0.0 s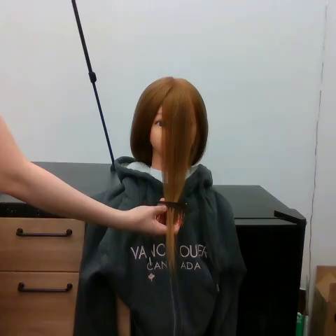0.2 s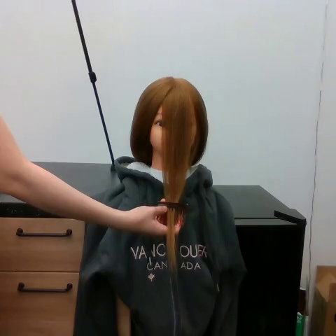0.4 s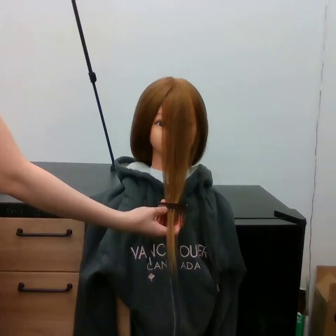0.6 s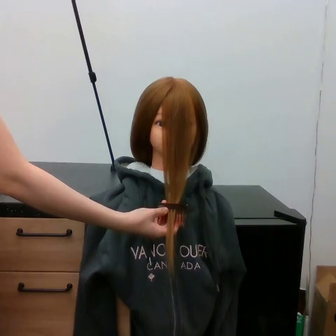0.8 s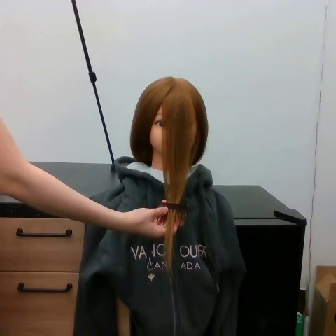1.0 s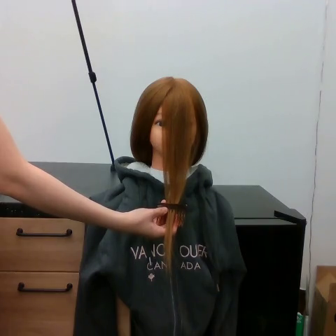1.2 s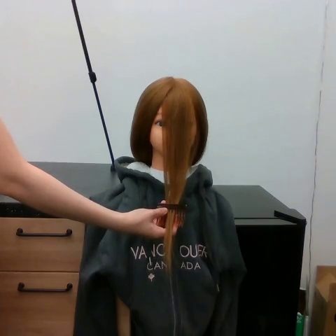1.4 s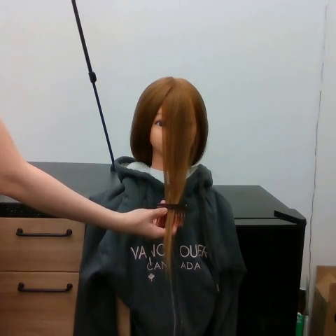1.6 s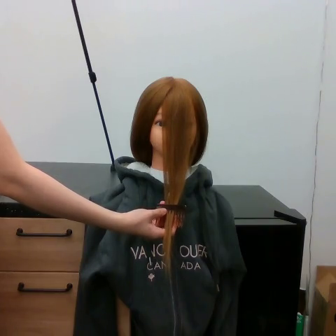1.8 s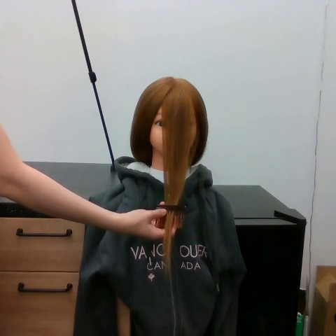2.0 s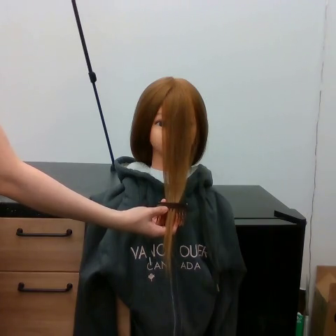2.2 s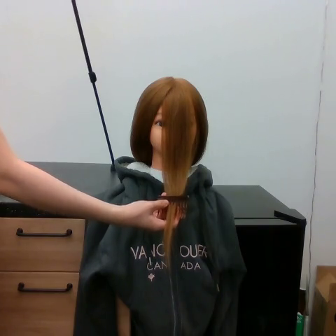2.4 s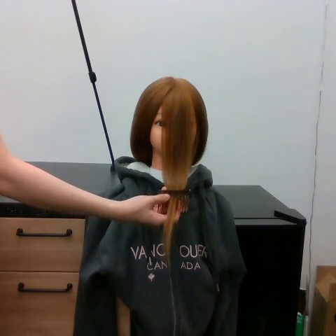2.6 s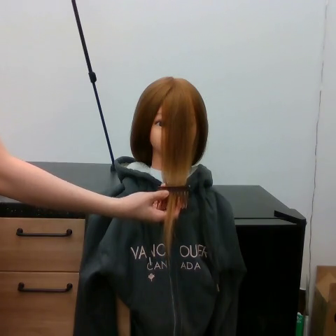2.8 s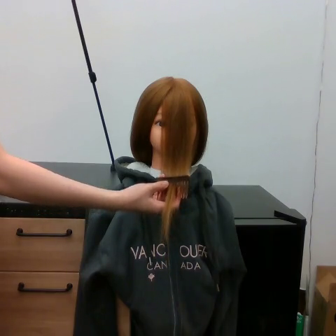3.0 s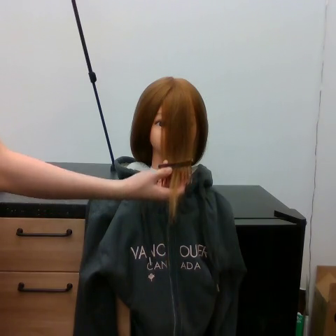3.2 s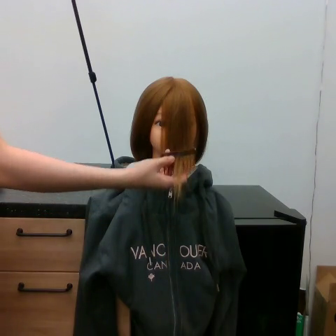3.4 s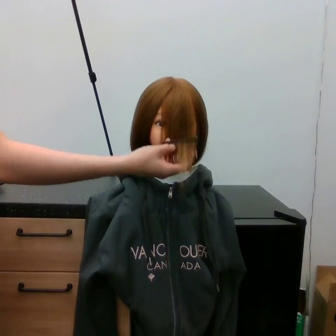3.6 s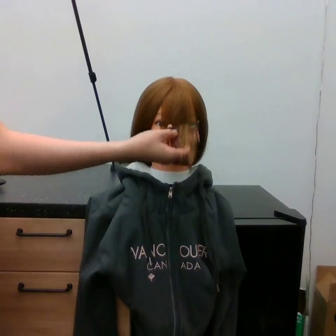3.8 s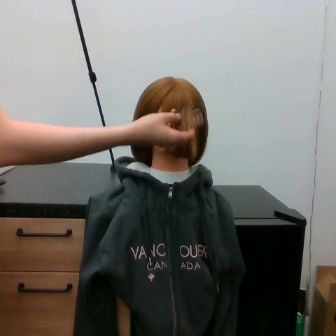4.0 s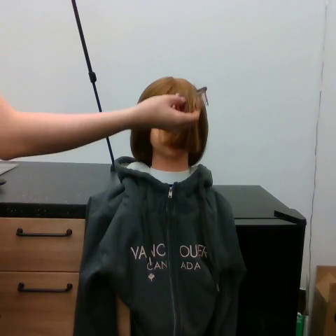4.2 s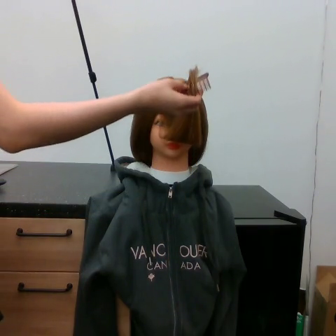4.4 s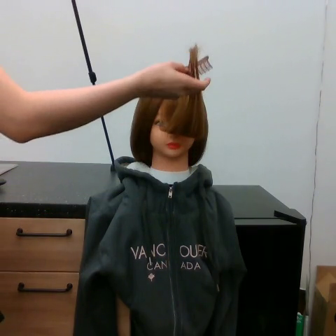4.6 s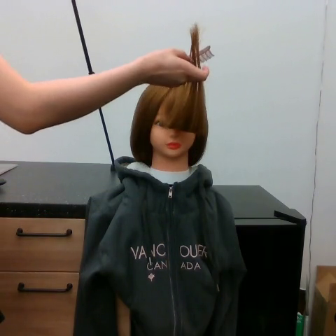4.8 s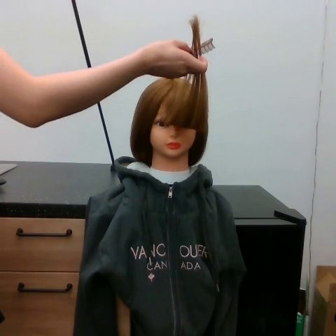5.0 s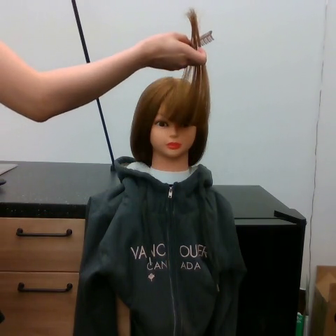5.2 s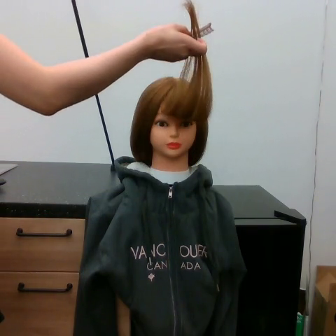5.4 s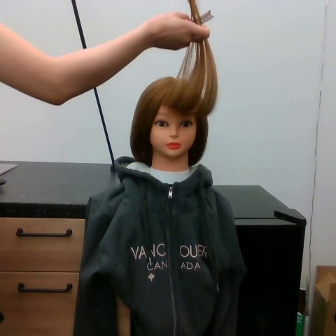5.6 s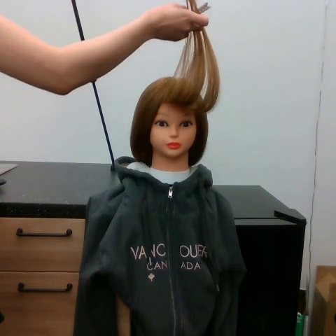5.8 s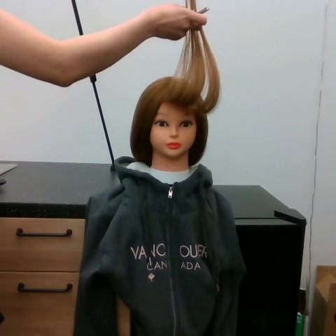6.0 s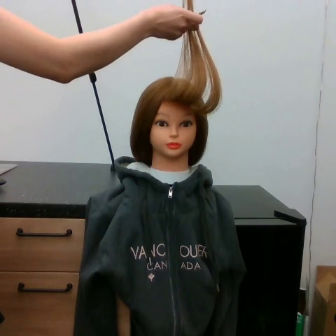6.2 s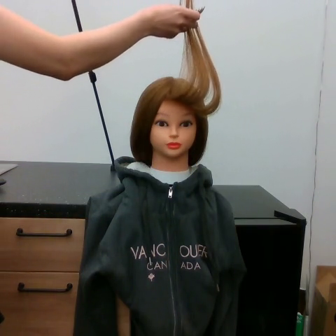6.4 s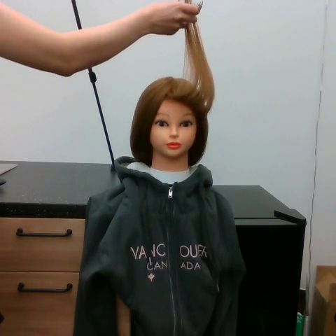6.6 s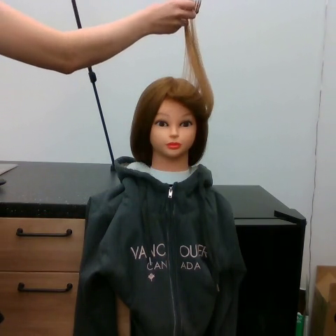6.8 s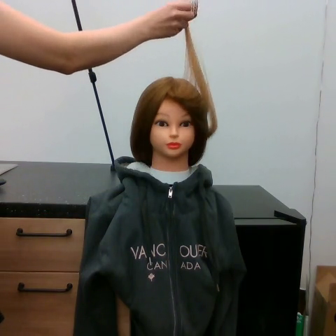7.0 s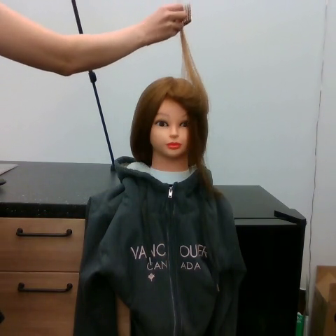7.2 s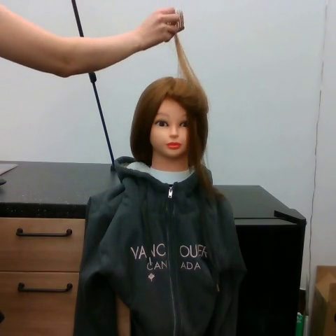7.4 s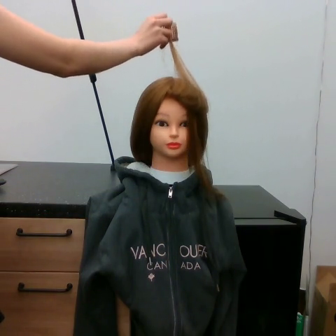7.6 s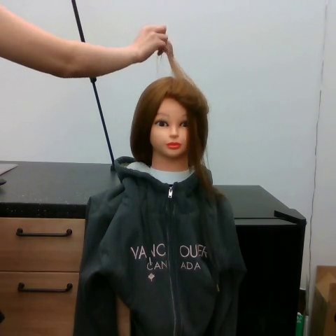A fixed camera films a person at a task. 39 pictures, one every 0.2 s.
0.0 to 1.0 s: The hand moves only a little.
1.0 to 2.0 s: The hand stays where it is.
2.0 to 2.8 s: The hand goes upward.
2.8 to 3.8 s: The hand goes upward.
3.8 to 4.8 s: The hand goes upward.
4.8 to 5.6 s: The hand goes upward.
5.6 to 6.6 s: The hand moves only a little.
6.6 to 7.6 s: The hand goes to the left and downward.
Task: tidy front hair.
Motion: move upward, then move downward.
